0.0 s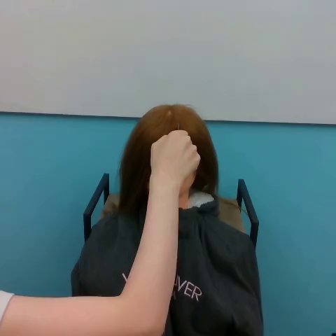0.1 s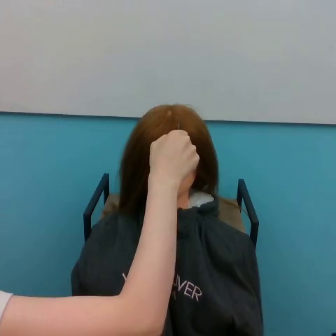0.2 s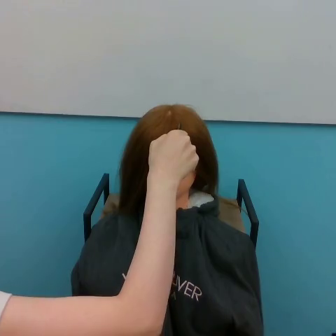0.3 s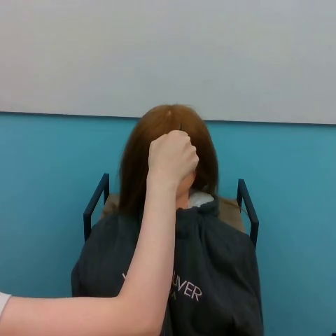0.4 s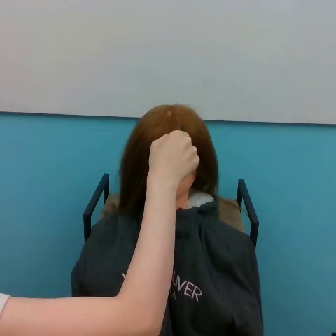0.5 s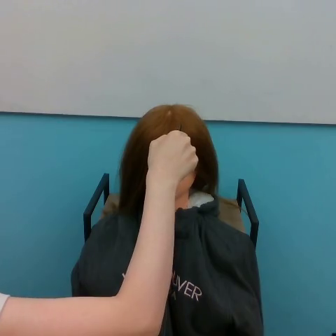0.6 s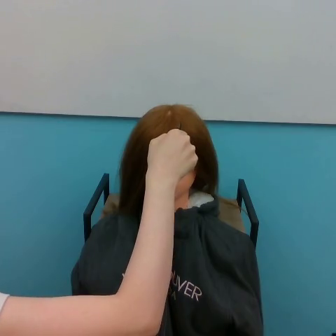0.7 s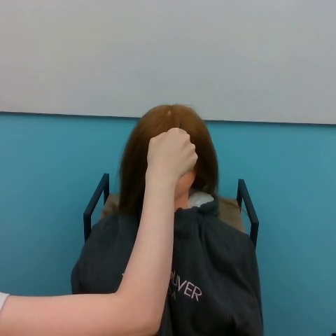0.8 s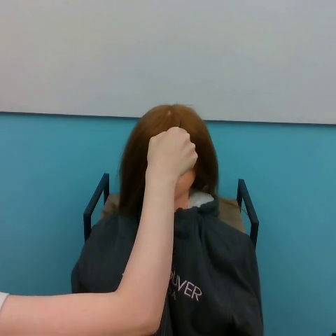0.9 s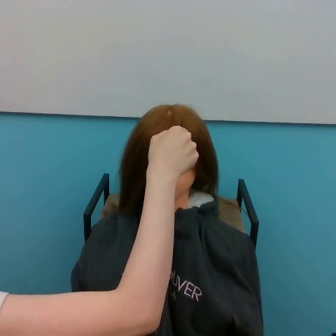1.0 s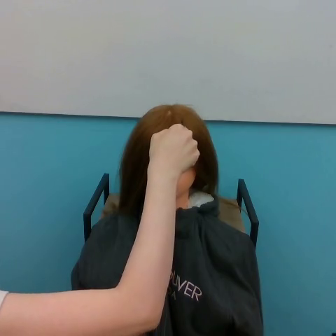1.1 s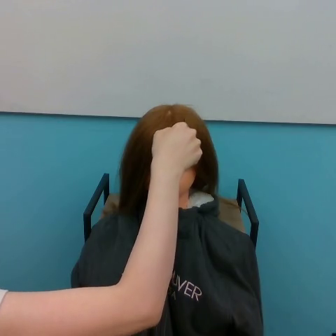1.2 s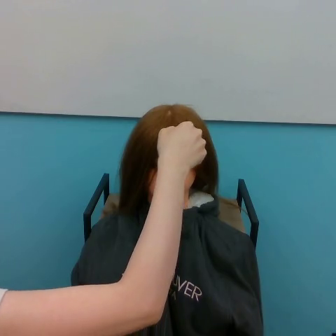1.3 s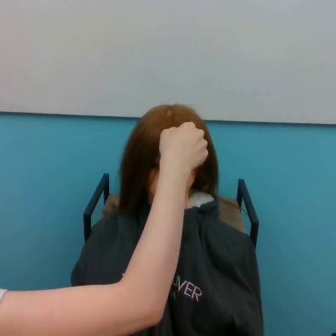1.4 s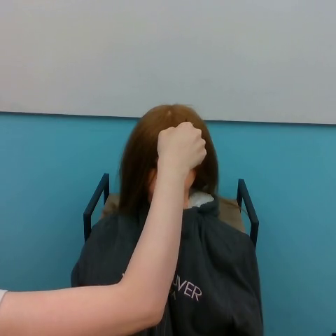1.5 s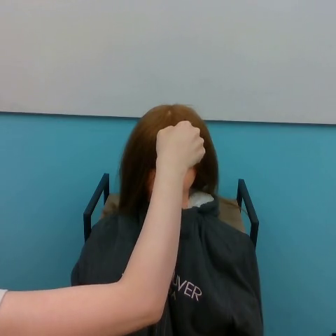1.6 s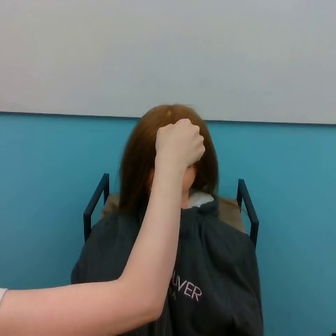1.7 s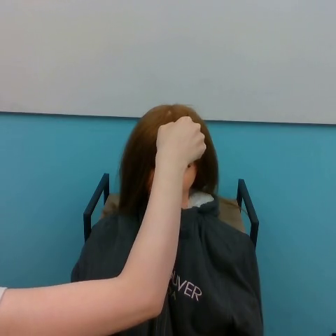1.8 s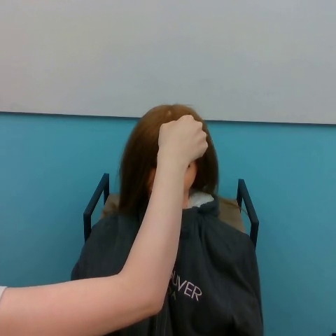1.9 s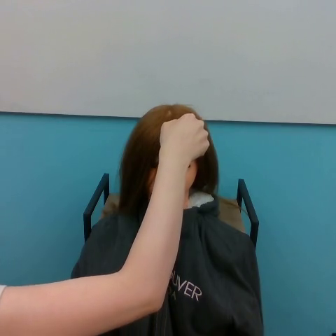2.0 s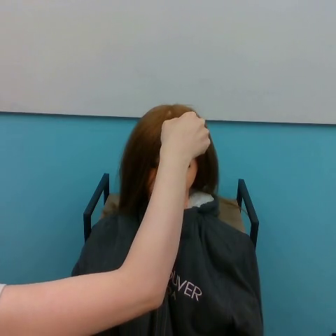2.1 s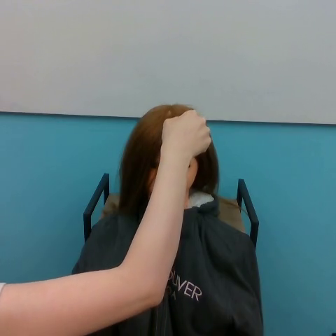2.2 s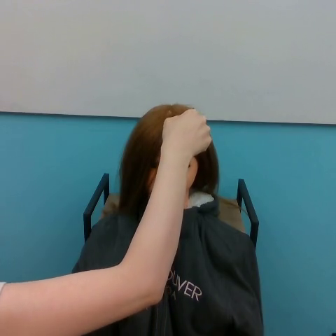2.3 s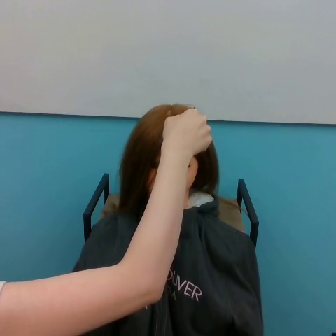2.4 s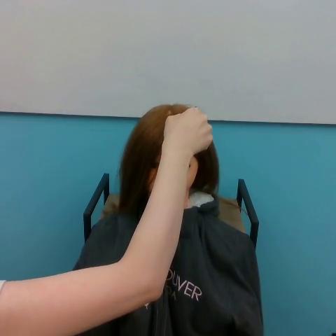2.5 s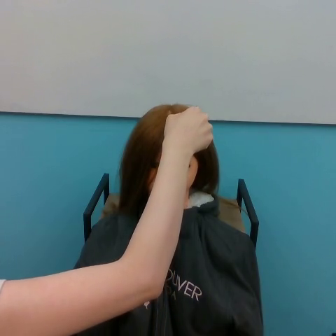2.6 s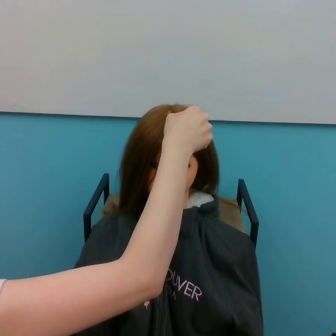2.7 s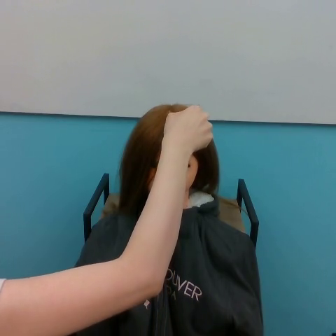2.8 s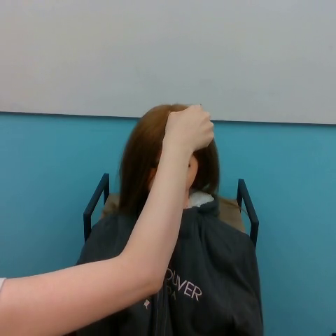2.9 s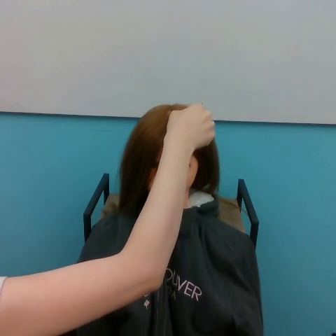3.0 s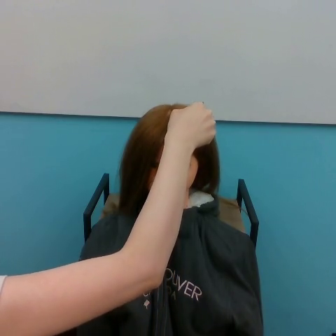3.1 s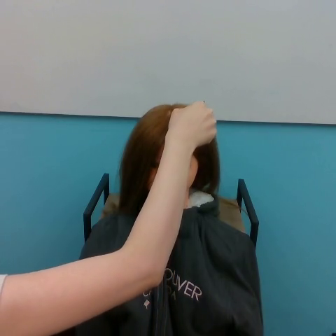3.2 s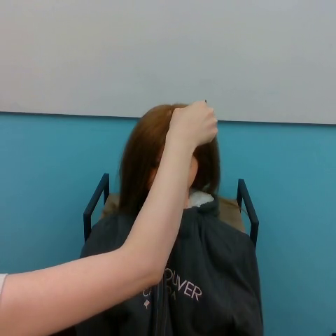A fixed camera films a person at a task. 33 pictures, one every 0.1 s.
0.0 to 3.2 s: The hand goes upward and to the right.
Task: part hair.
